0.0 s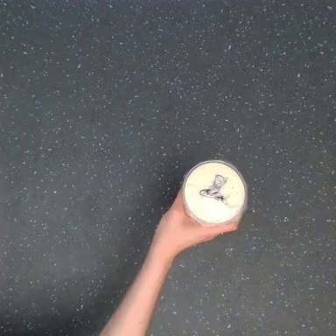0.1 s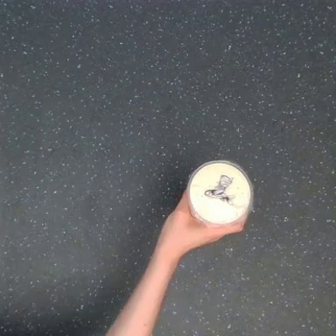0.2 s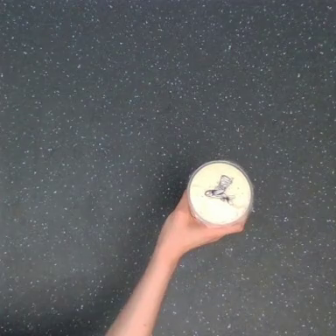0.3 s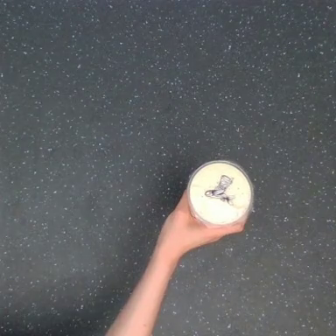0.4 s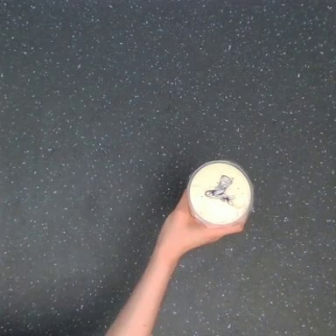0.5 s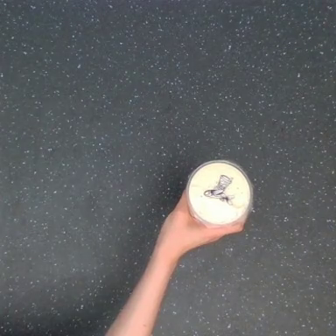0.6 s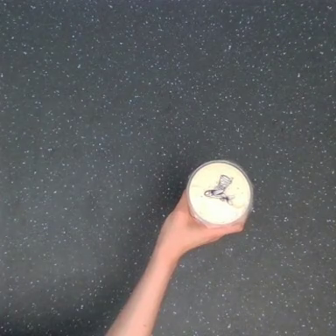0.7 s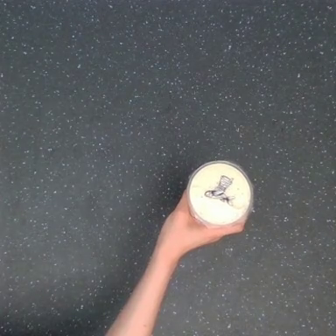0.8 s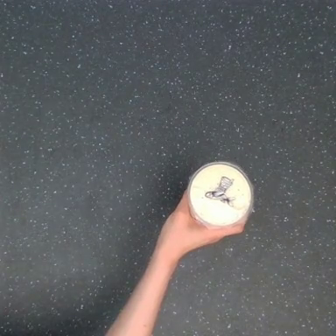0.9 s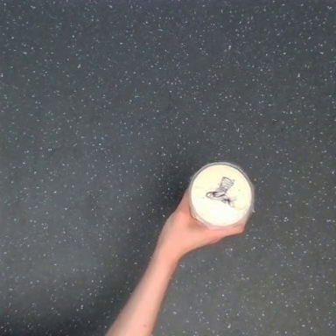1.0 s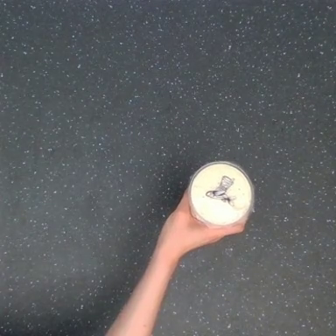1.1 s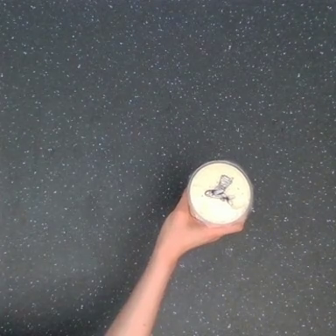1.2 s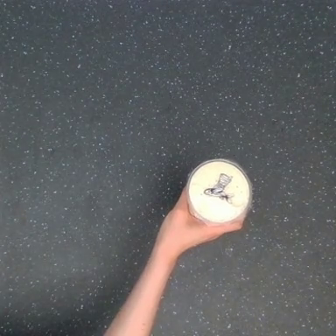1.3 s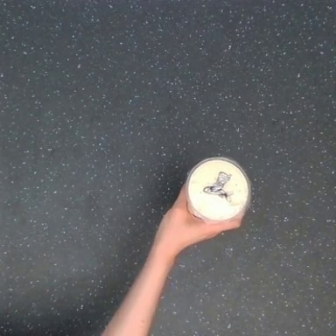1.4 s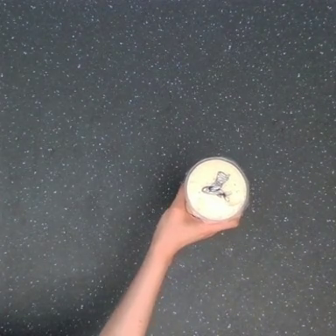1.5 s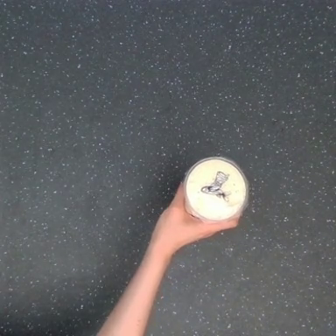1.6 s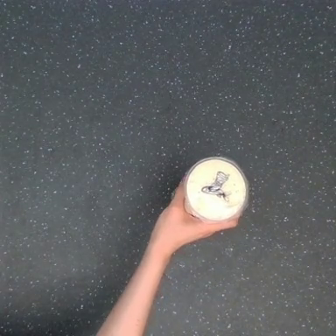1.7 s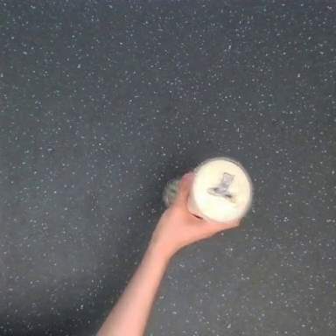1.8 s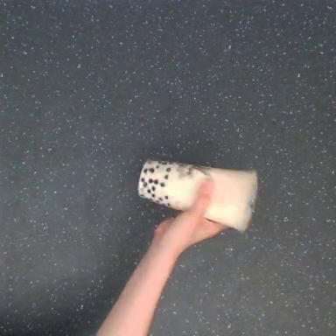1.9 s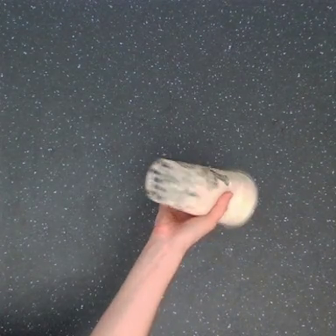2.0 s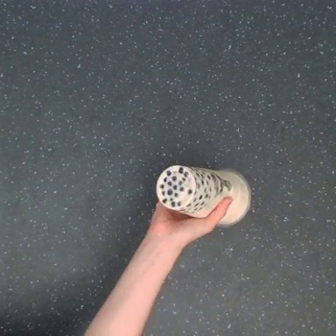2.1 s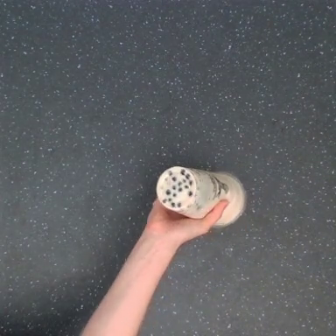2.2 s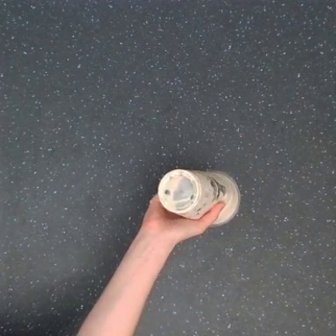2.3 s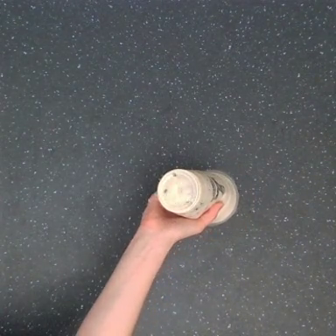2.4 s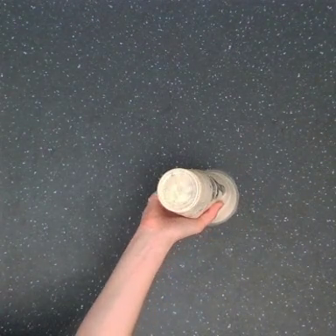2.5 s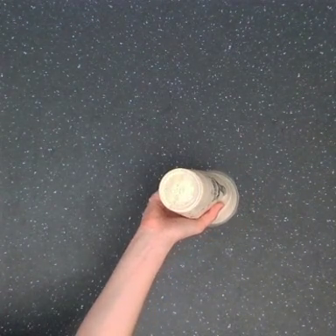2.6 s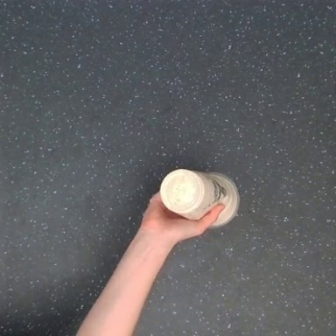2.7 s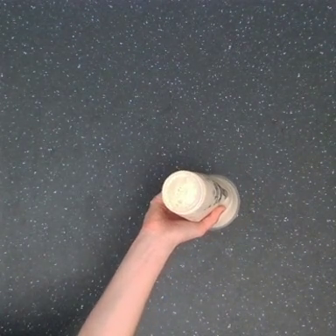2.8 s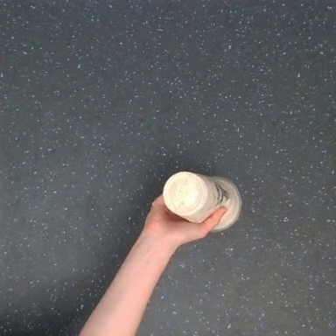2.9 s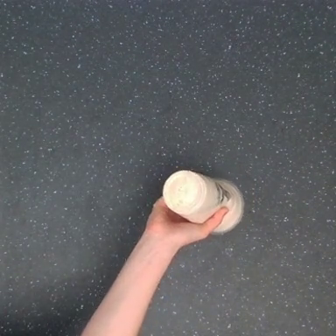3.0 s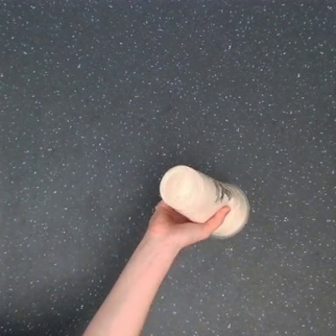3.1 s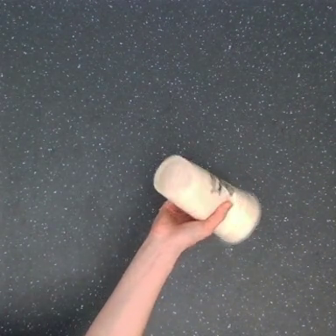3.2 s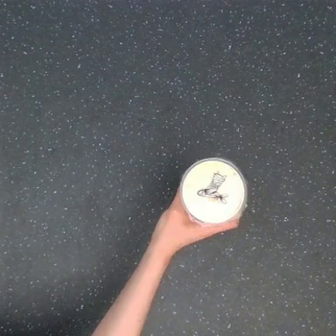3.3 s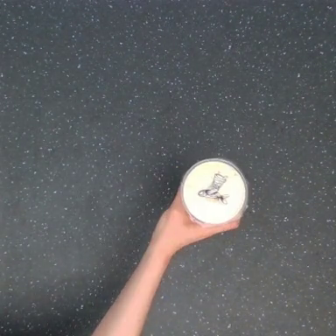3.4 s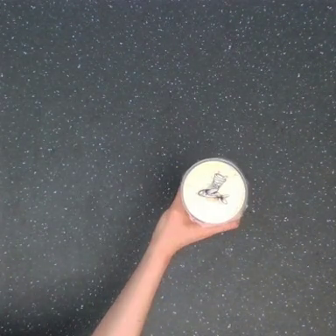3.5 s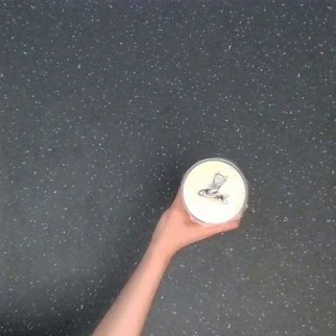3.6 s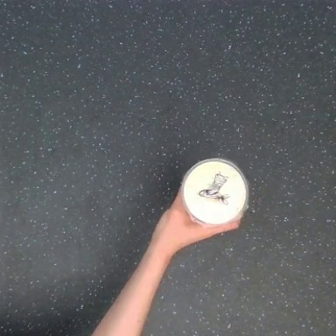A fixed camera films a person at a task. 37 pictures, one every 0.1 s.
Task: shake the boba.
Motion: completely flip the object to the right and flip it back to its initial state.
0.0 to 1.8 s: The hand moves only a little.
1.8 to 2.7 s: The hand goes to the left.
2.7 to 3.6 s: The hand goes to the right.
